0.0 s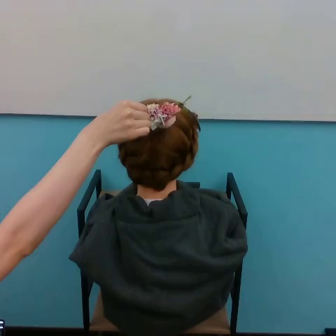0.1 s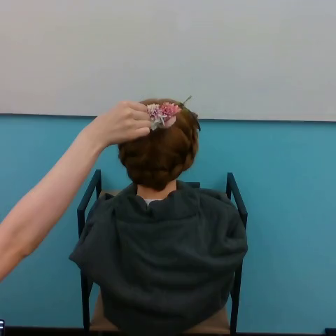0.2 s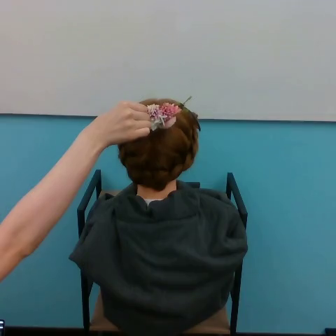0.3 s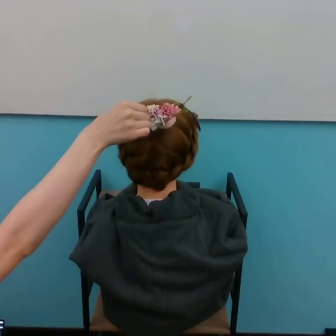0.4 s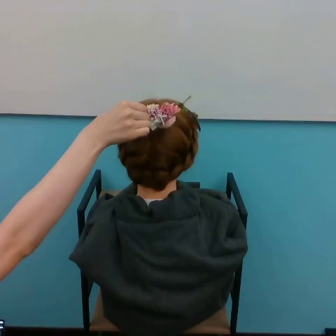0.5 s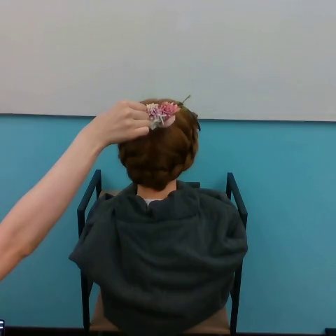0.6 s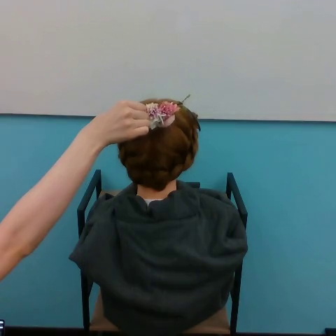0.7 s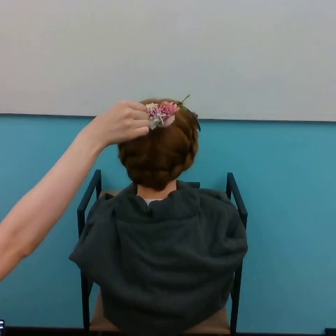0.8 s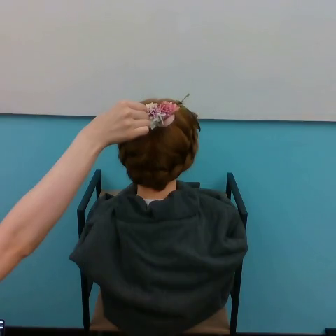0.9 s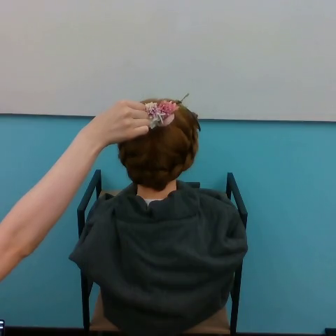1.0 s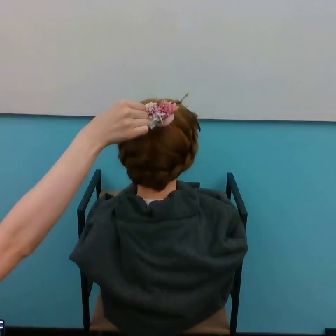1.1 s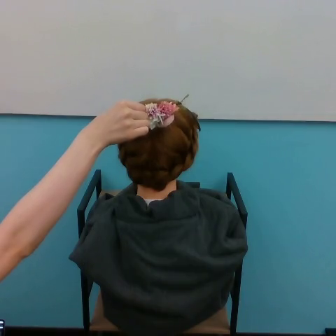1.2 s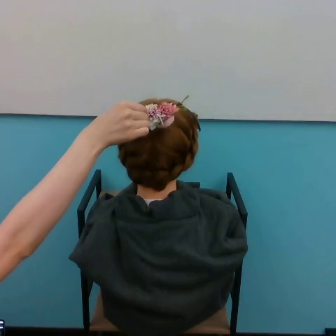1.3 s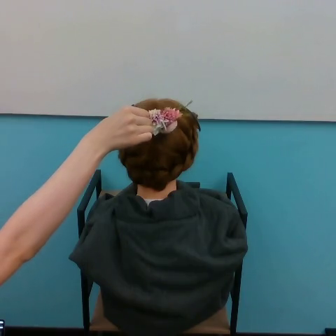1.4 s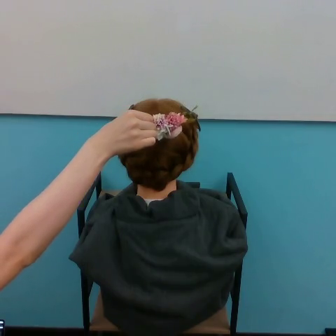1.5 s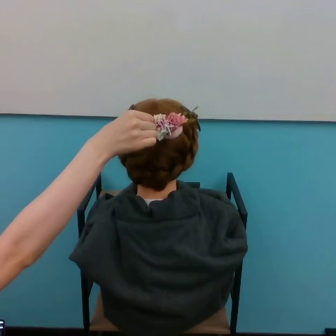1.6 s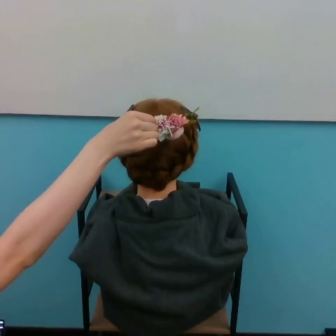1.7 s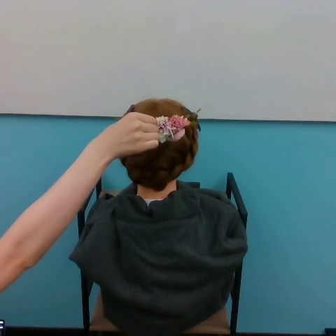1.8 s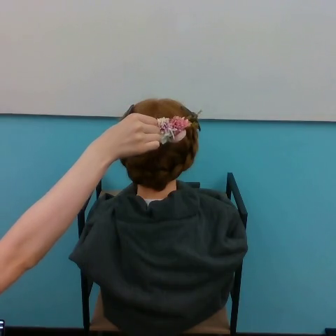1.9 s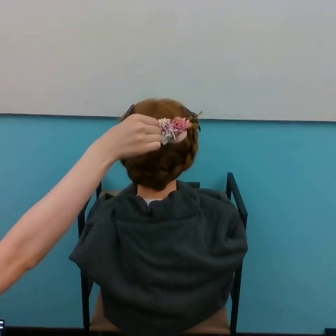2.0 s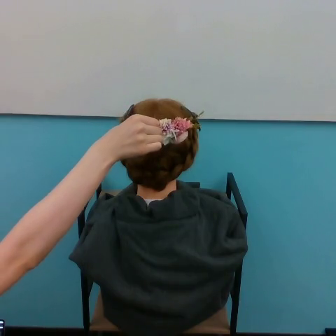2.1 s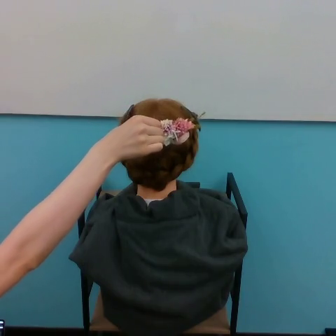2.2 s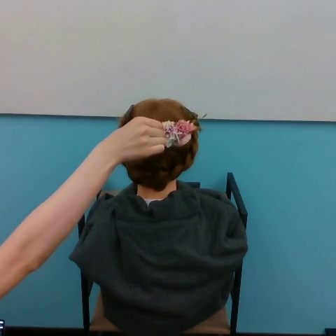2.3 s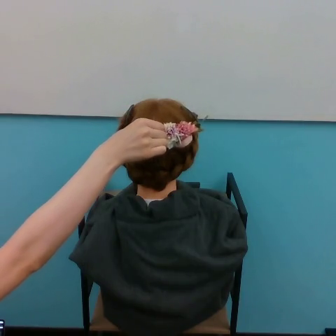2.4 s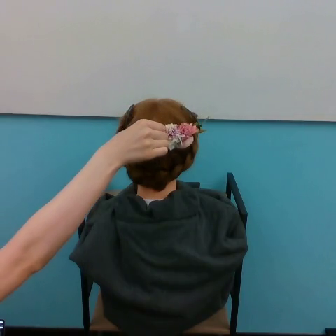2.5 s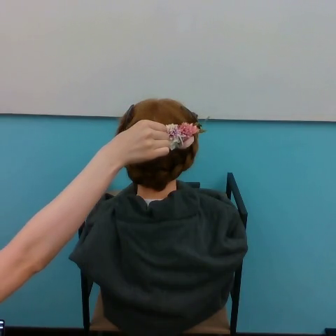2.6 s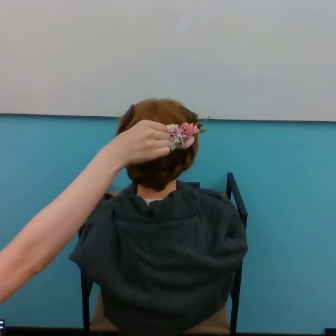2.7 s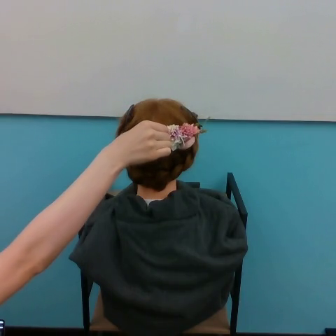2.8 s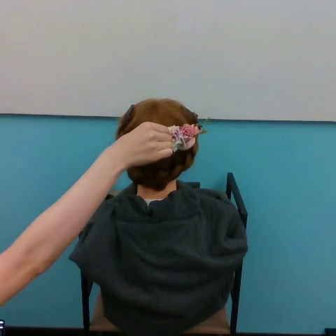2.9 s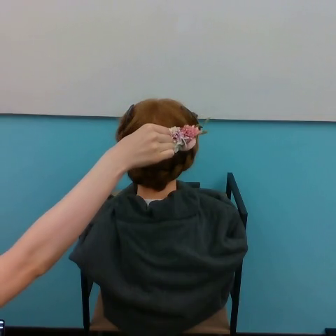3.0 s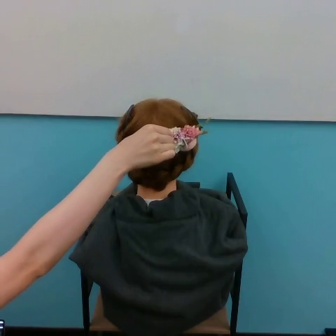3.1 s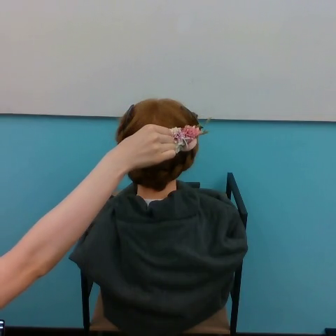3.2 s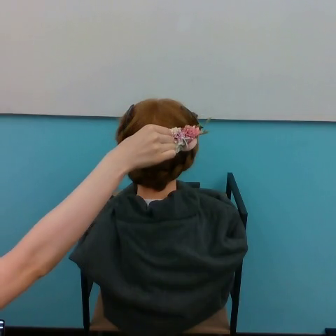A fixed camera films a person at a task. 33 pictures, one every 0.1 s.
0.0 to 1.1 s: The hand stays where it is.
1.1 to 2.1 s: The hand goes downward.
2.1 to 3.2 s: The hand moves only a little.
Task: tuck flower in hair.
